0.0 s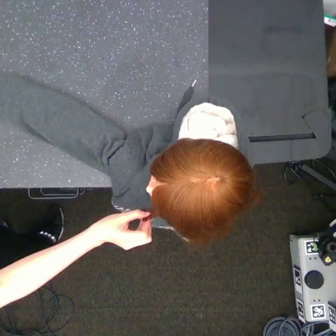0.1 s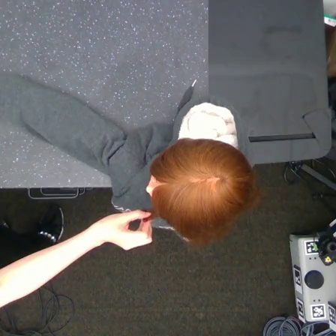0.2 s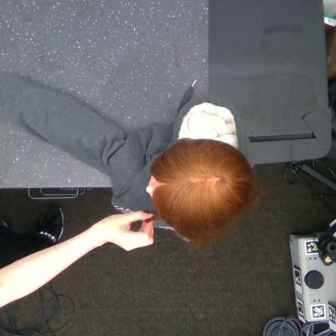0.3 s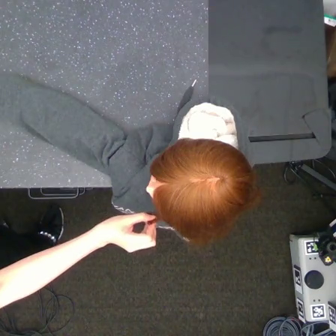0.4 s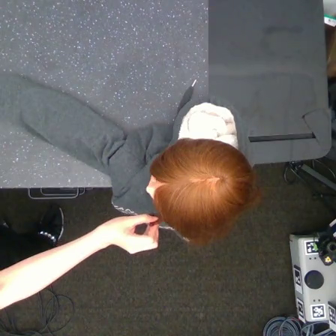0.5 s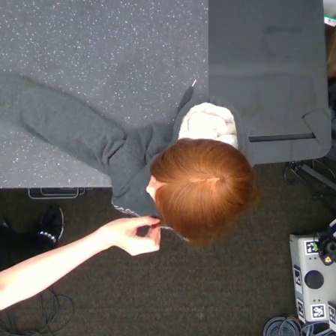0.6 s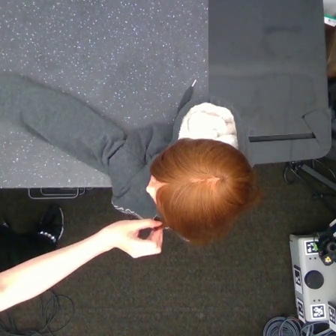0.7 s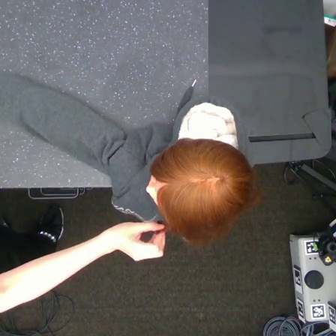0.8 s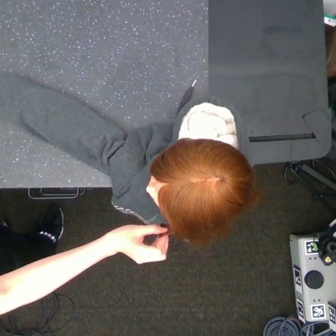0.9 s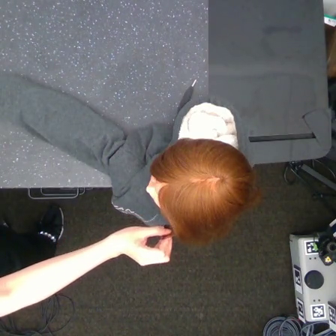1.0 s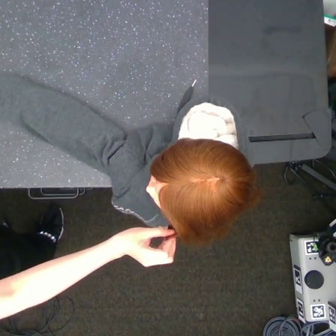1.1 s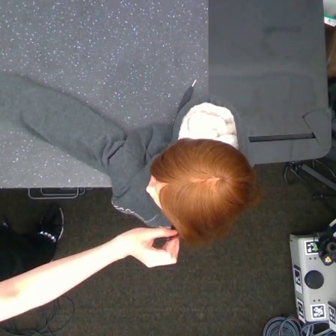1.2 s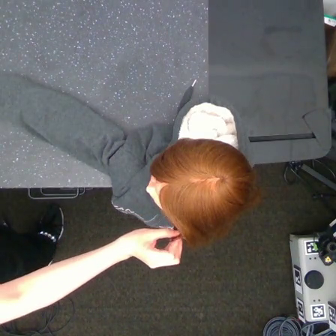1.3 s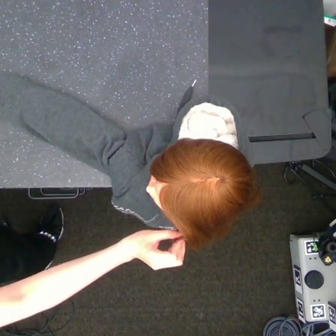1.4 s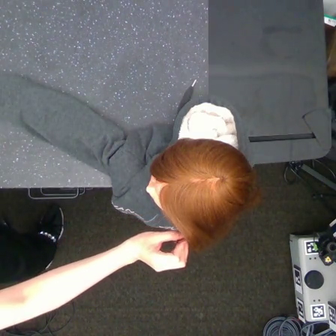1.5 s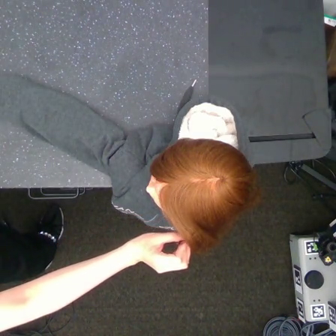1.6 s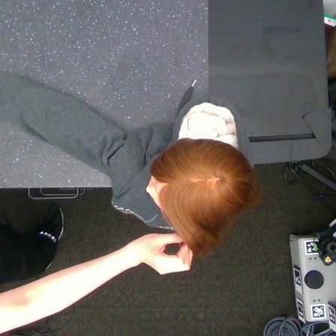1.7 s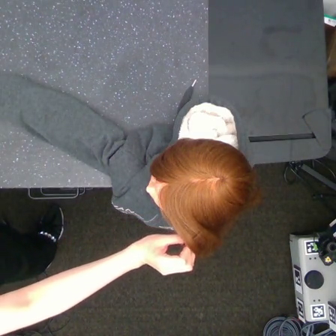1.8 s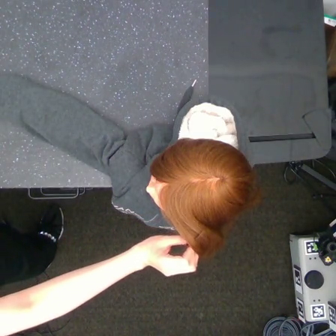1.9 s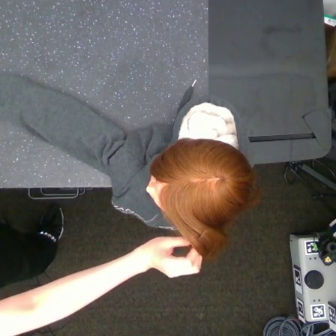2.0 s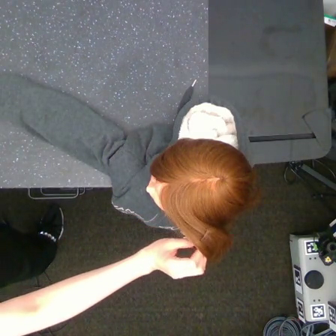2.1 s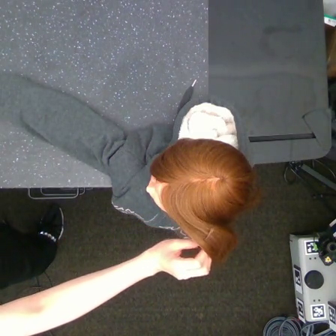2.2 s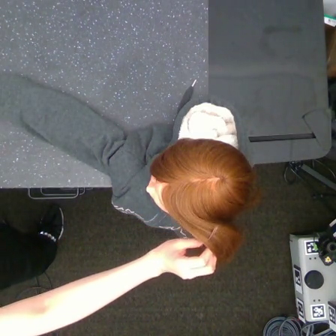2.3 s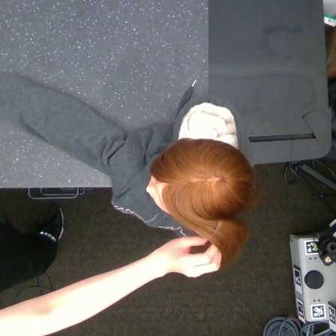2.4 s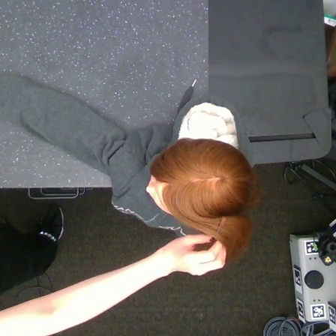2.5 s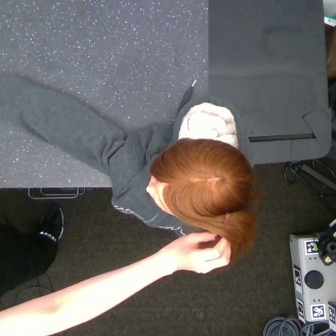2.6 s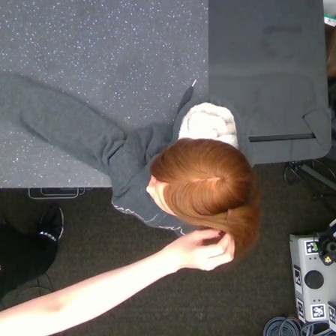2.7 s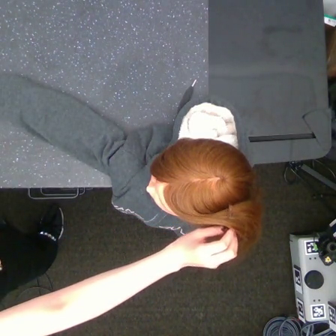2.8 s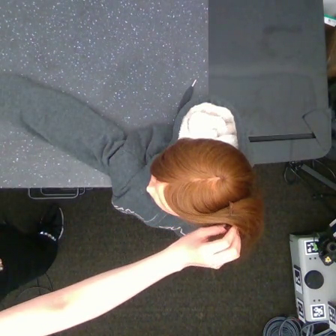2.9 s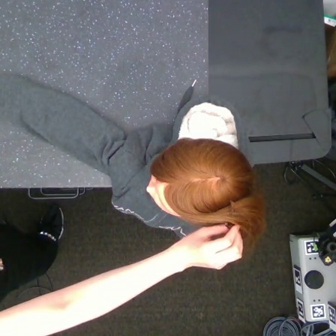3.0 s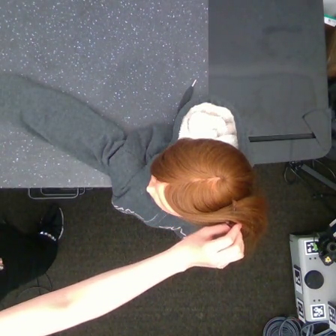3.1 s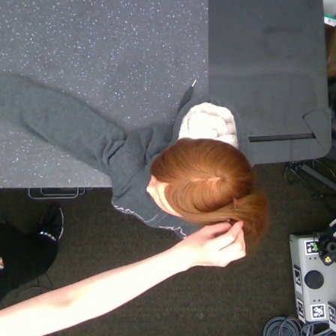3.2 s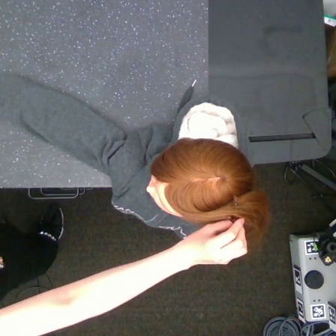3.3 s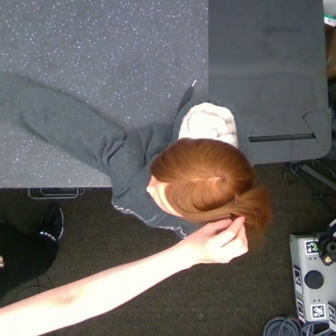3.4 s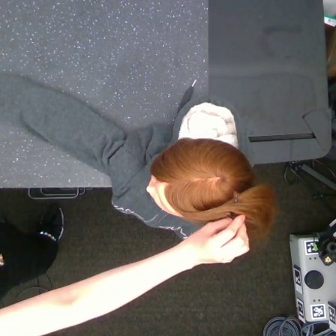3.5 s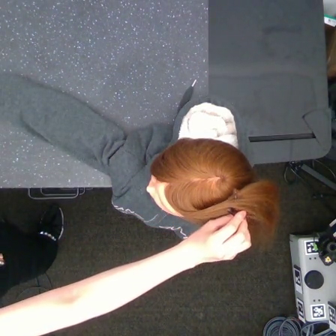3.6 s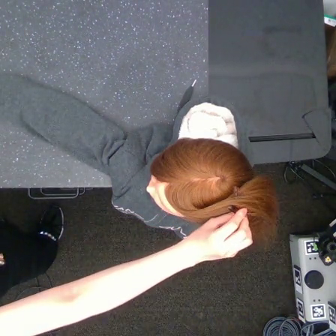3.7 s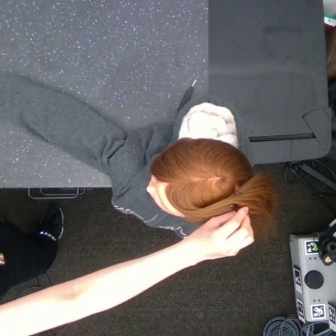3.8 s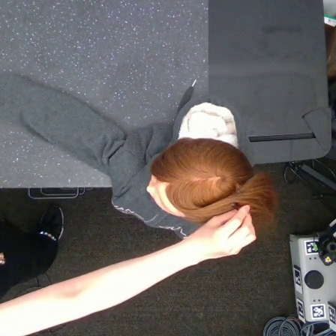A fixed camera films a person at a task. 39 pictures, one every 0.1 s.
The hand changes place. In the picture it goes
to the right.
0.0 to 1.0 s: The hand goes to the right and downward.
1.0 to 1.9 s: The hand goes to the right.
1.9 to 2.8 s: The hand goes to the right.
2.8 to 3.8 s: The hand goes upward and to the right.
Task: tidy side hair.
Motion: move to the right following a convex curve.
